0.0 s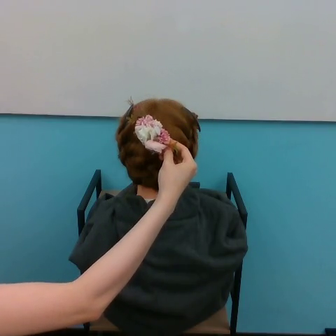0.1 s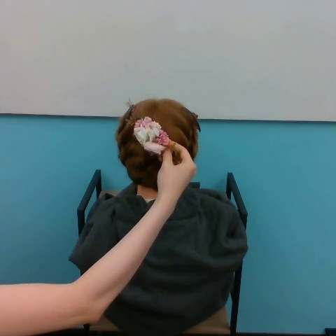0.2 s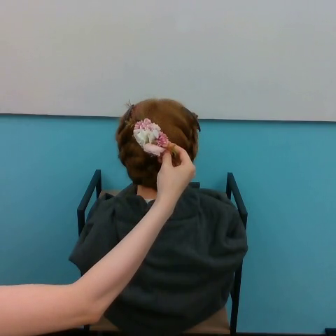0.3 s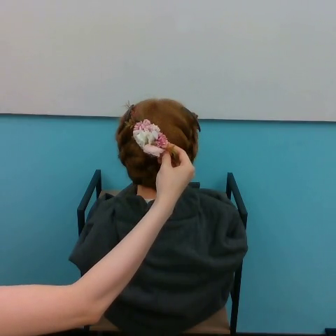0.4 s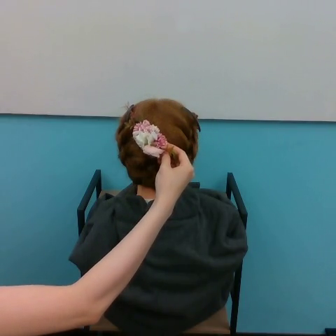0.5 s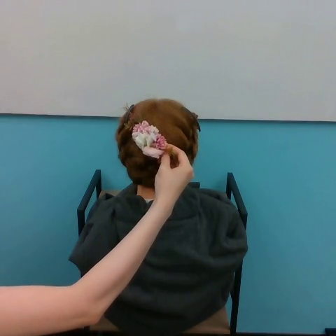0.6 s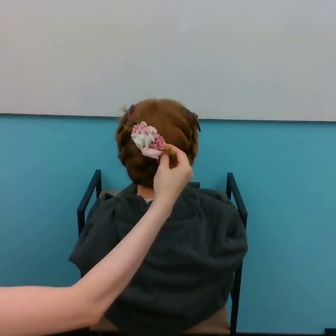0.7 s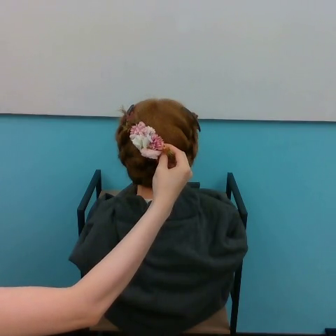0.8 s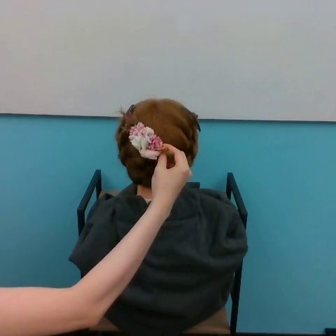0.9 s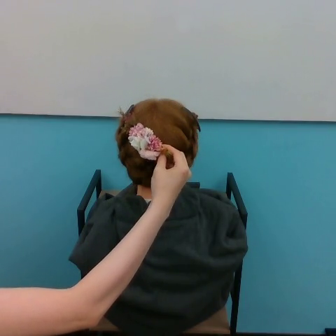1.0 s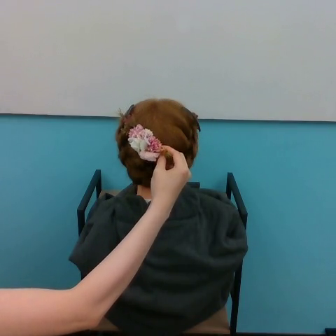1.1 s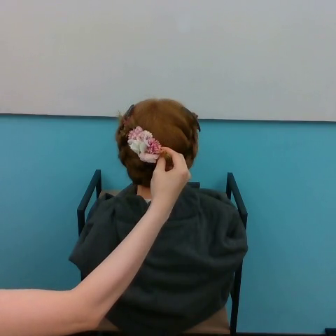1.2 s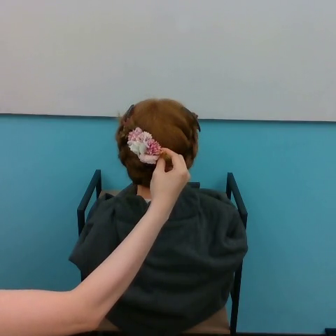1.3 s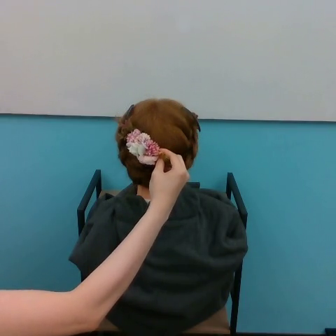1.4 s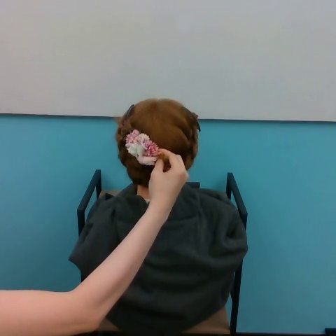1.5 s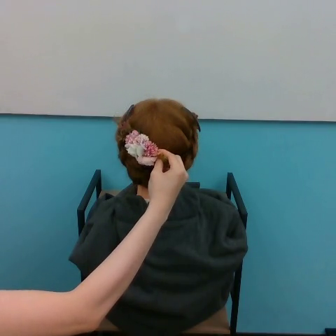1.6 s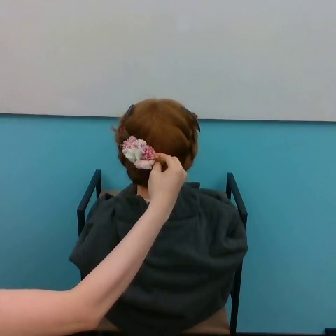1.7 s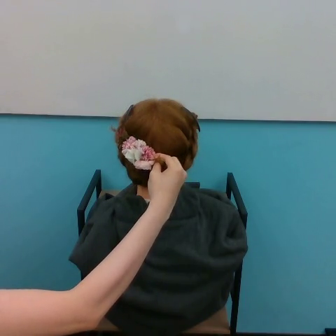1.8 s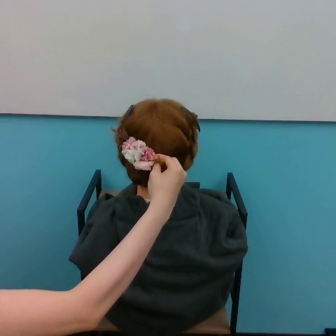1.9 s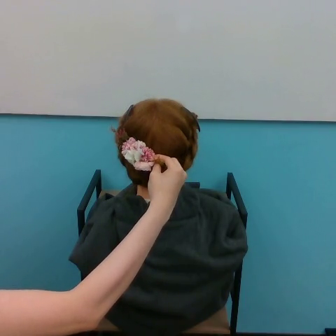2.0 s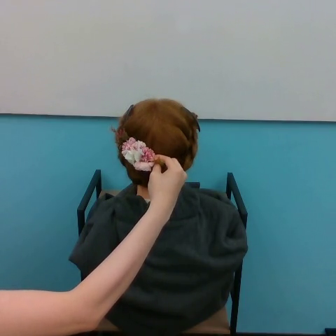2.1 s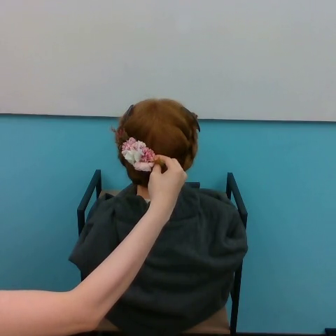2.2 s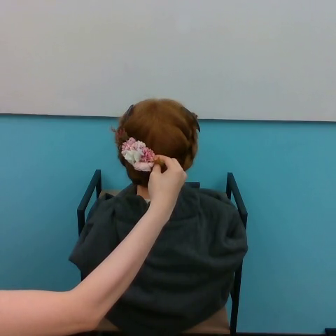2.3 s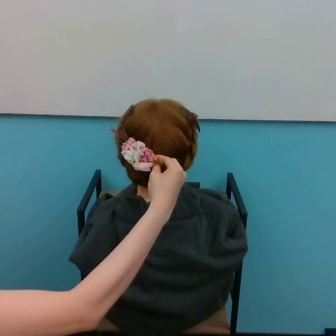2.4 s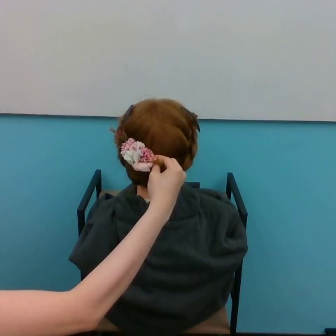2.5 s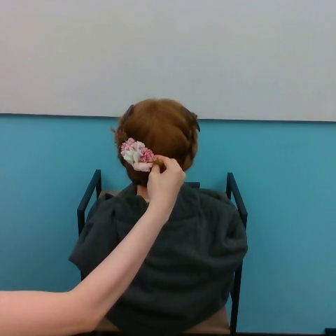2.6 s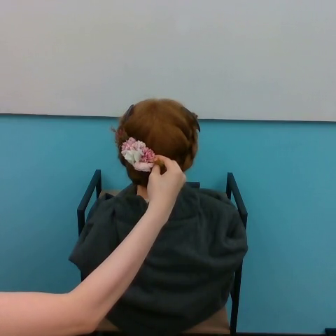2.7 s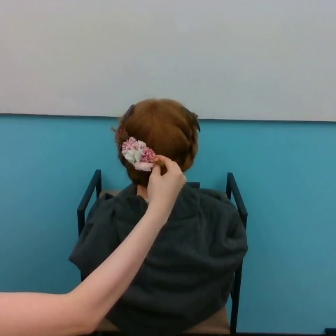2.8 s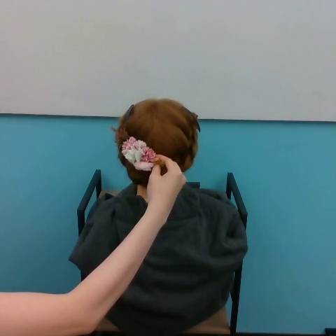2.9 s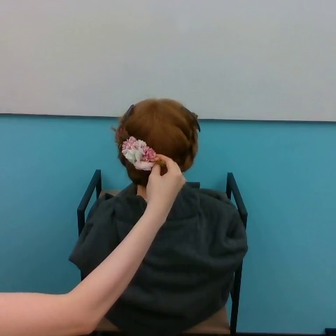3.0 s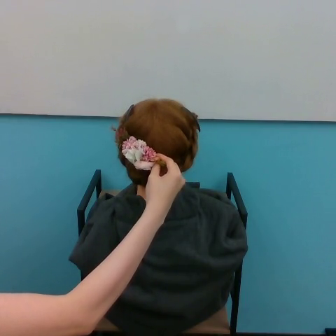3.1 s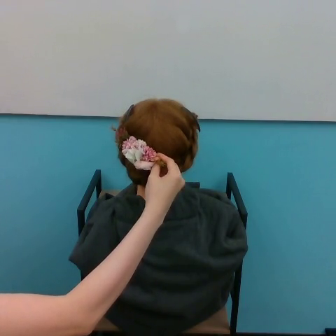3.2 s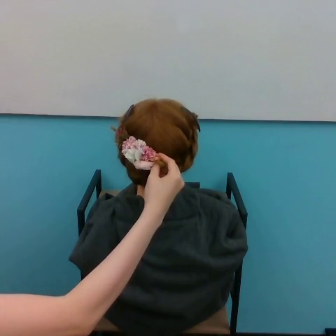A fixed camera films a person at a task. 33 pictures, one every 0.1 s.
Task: tuck flower in hair.
0.0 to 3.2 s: The hand goes downward.
